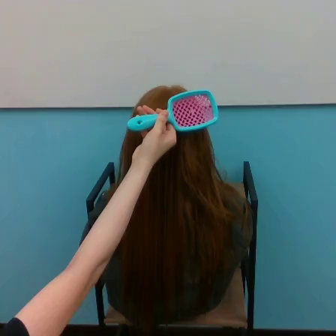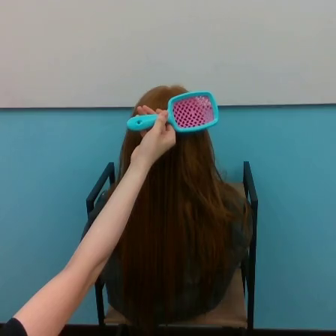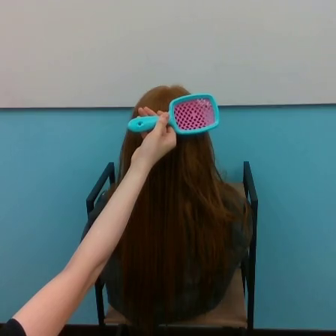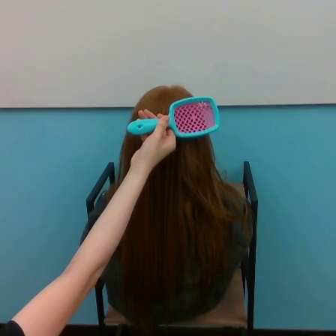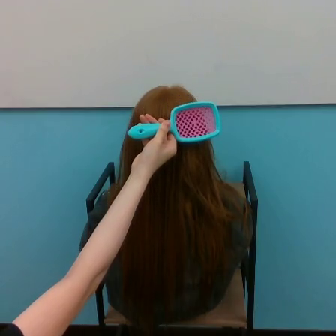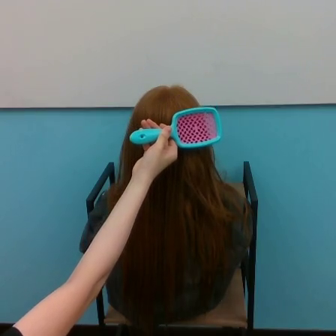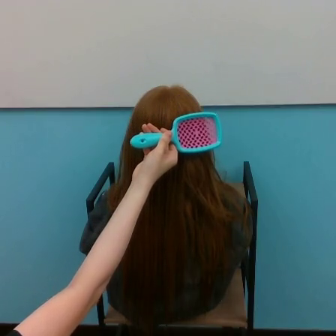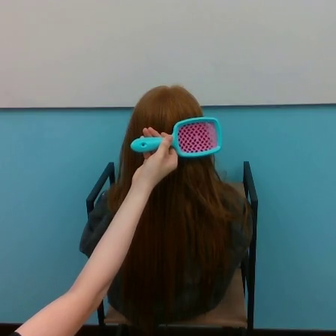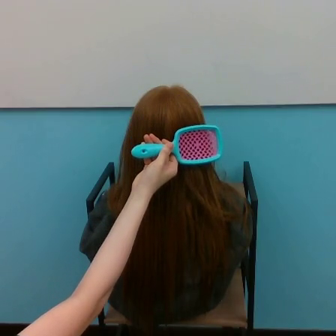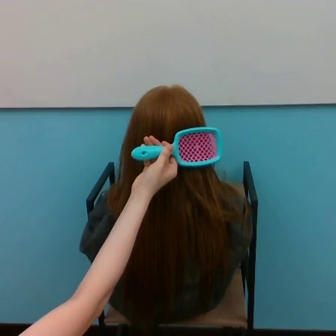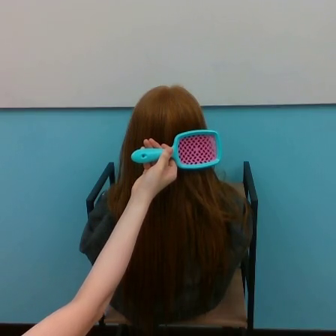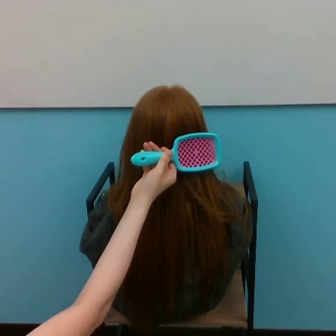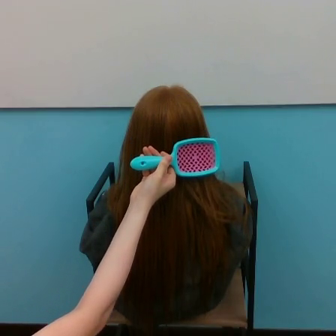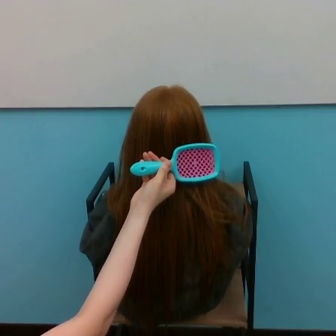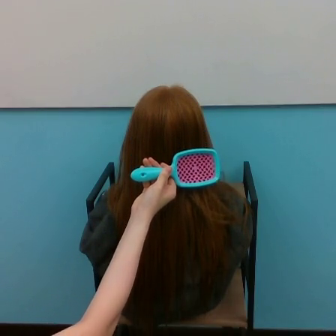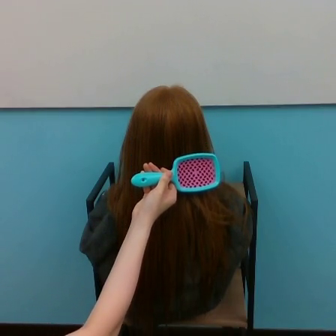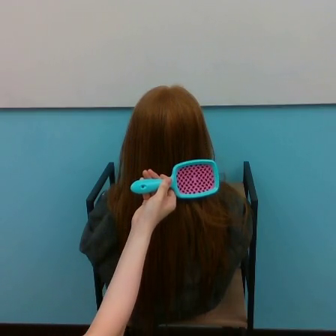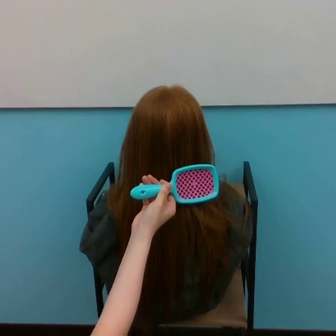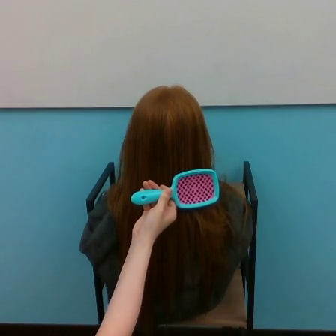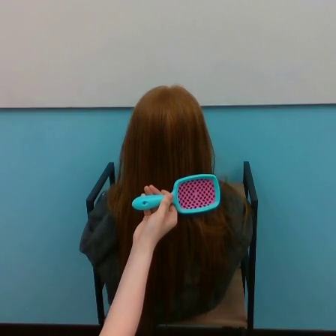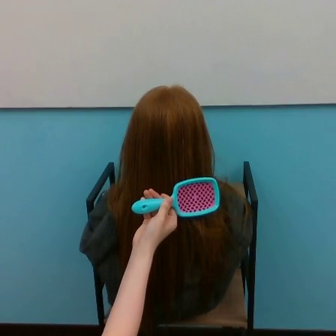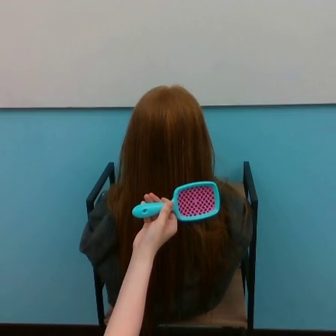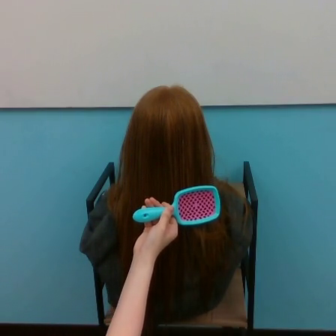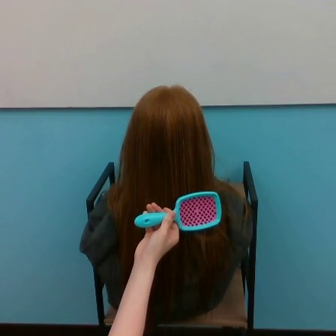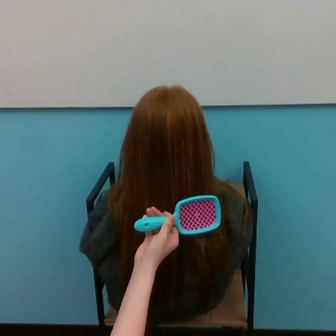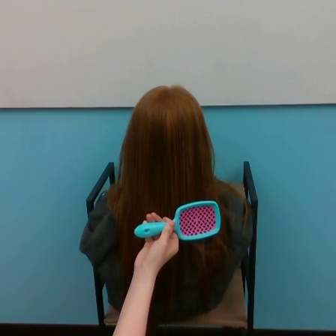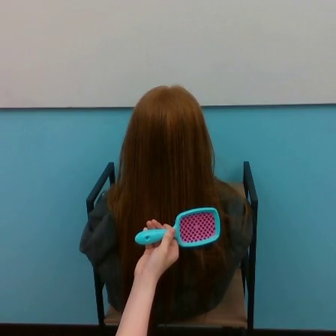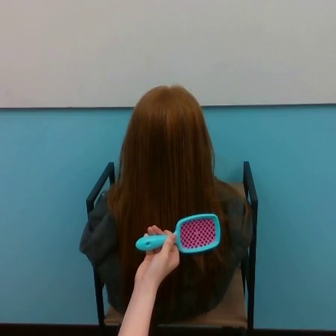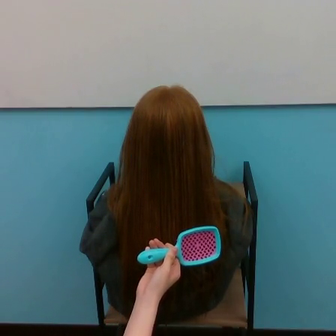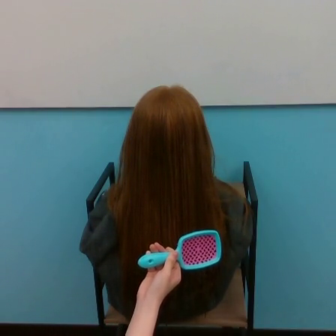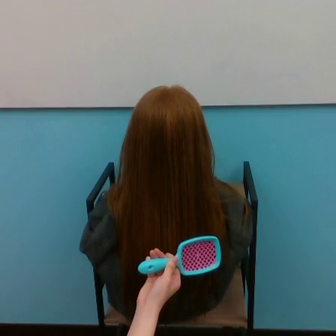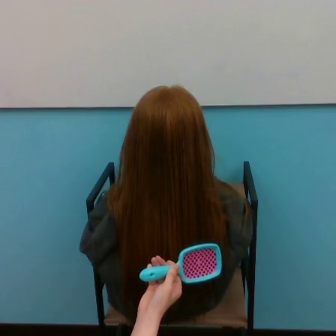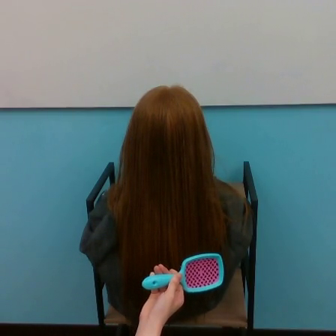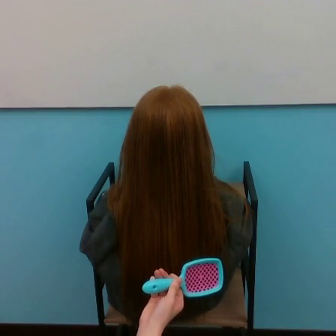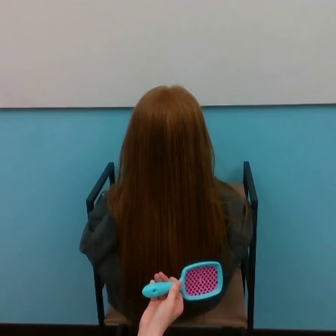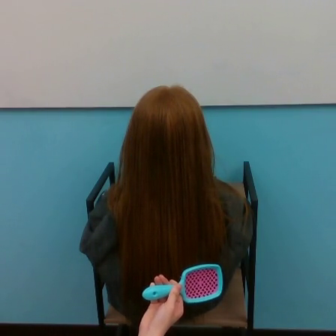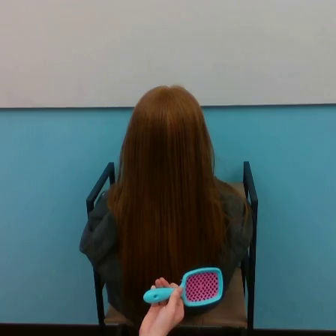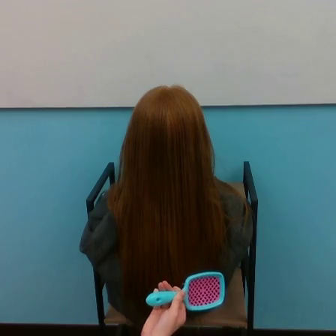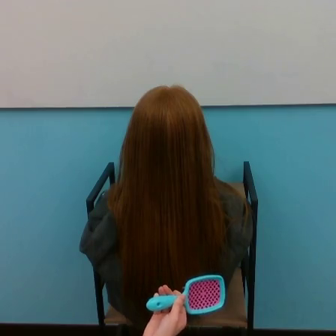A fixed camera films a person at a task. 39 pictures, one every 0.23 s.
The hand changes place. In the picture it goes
downward.
0.00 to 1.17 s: The hand moves only a little.
1.17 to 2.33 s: The hand goes downward.
2.33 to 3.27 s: The hand goes downward.
3.27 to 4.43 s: The hand goes downward.
4.43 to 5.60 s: The hand goes downward.
5.60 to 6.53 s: The hand goes downward.
6.53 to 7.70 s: The hand goes downward.
7.70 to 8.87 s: The hand moves only a little.
Task: brush hair.
Motion: move downward.
